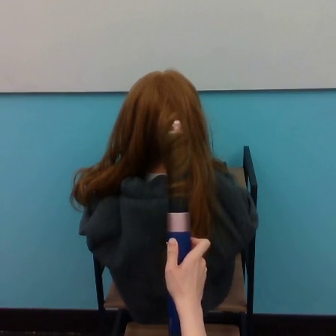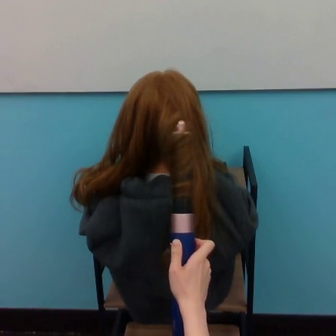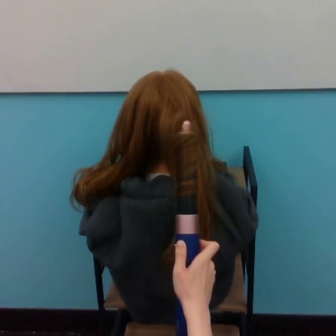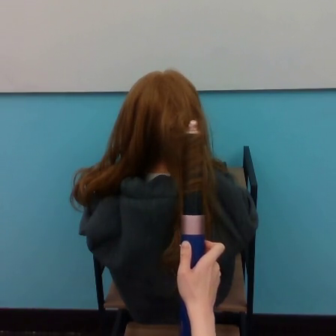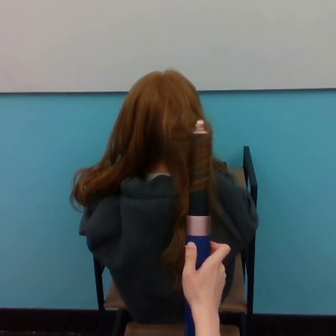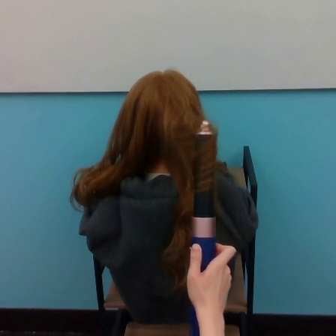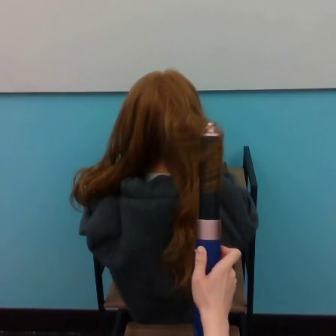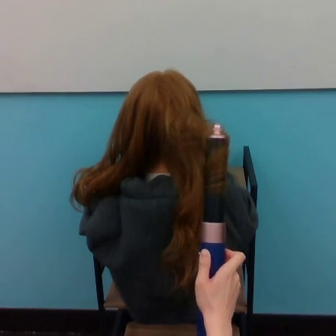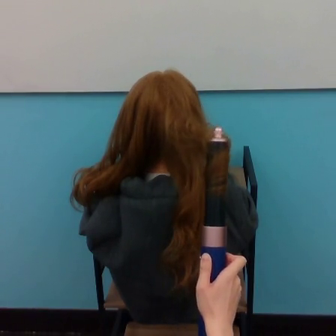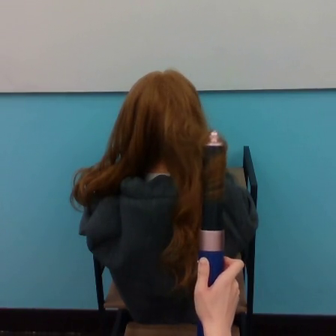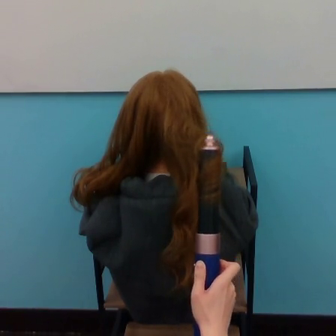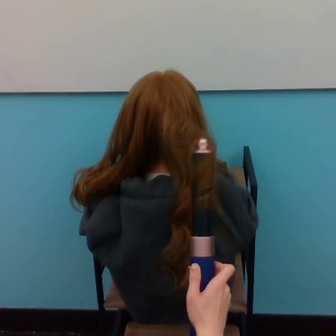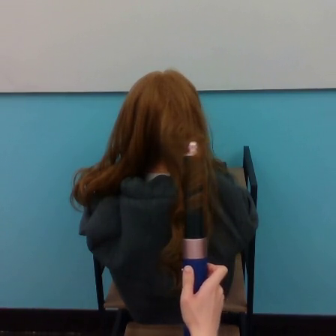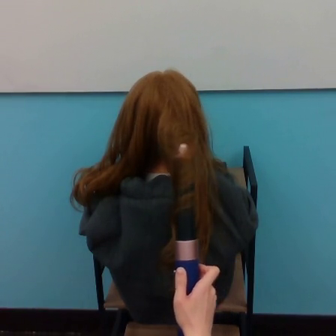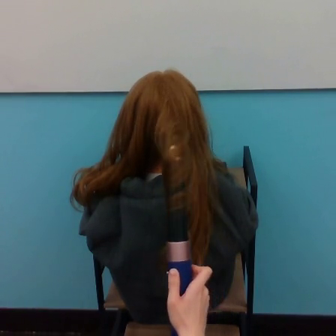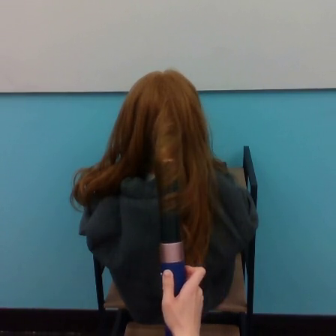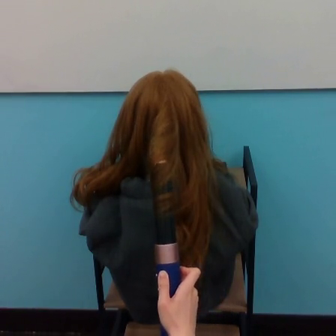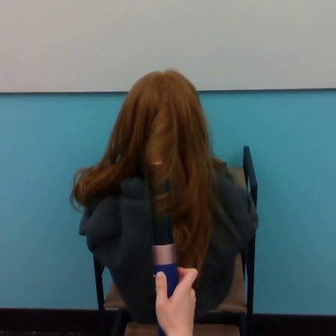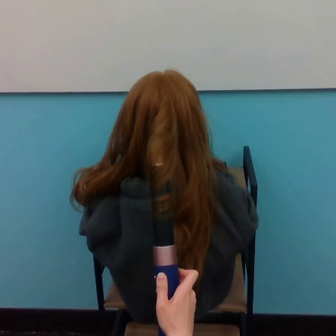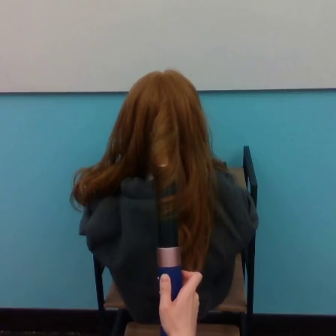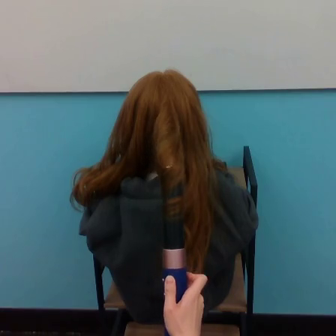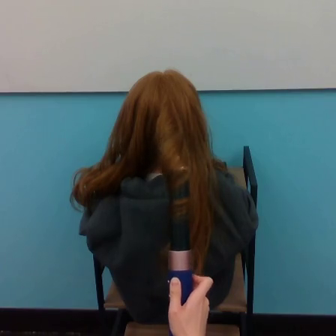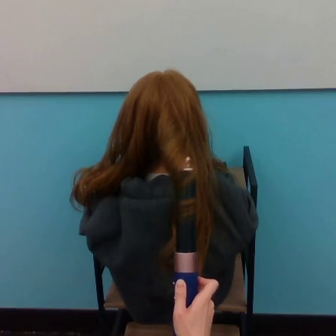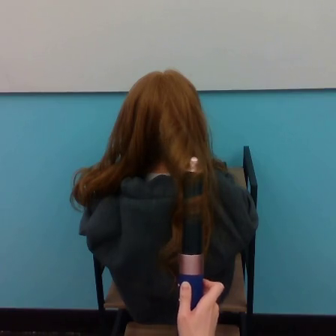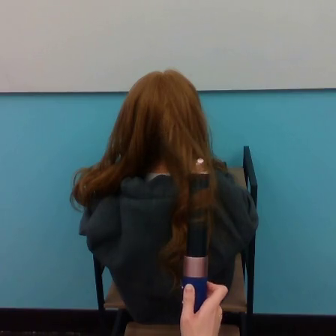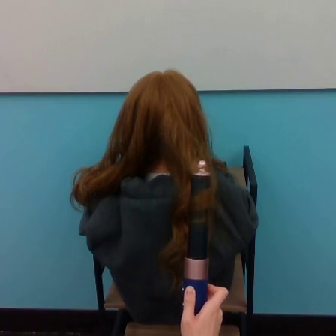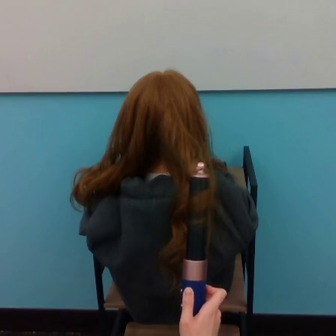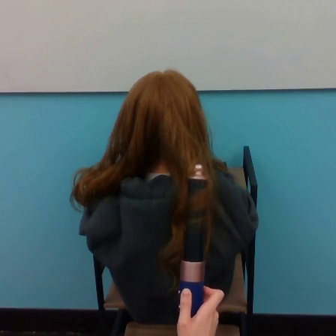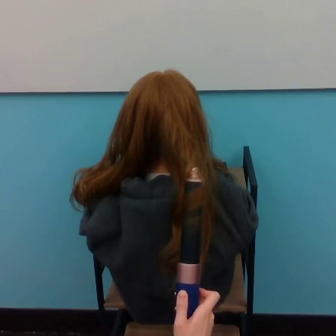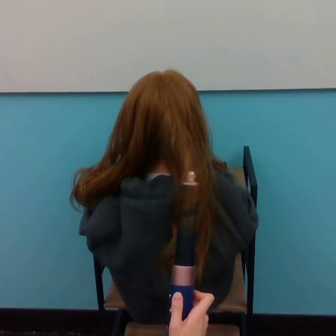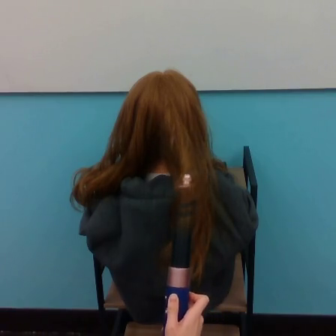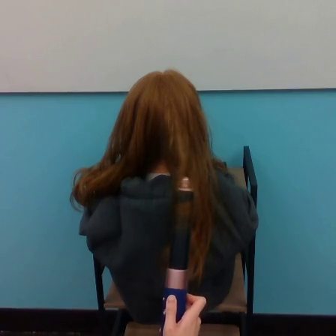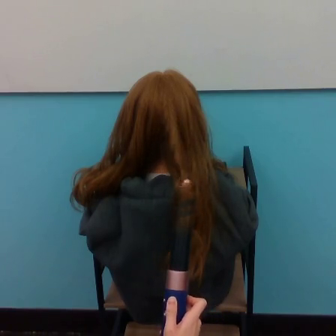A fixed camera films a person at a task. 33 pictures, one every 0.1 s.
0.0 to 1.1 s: The hand goes to the right and downward, on a clockwise arc.
1.1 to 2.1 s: The hand goes to the left.
2.1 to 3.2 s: The hand moves only a little.
Task: curl hair.
